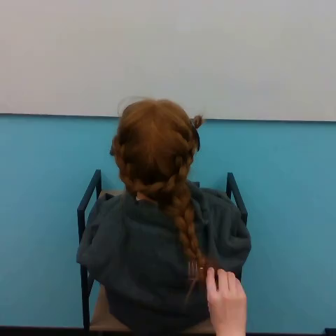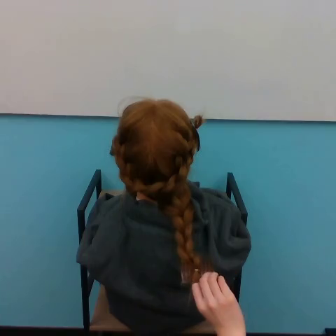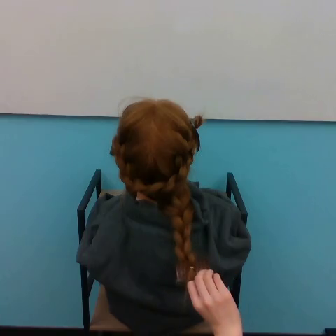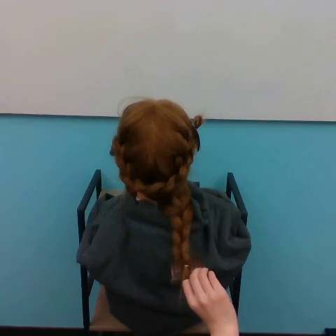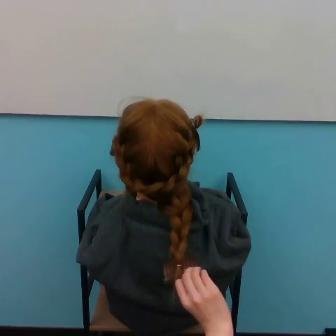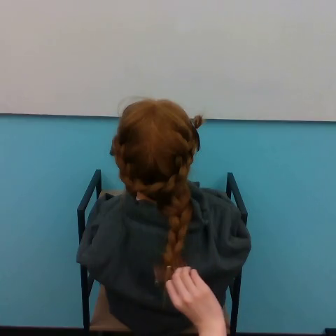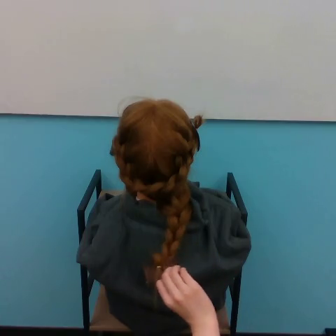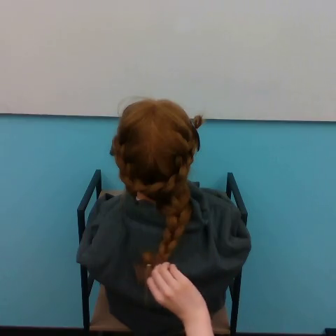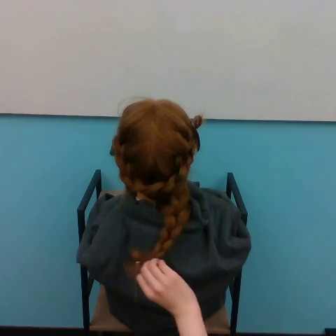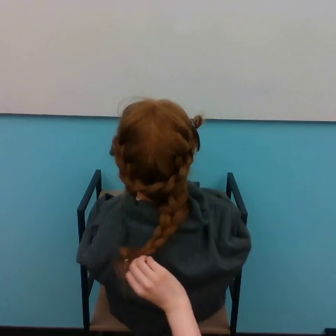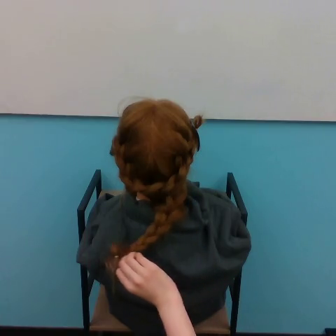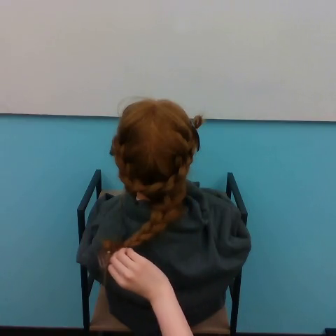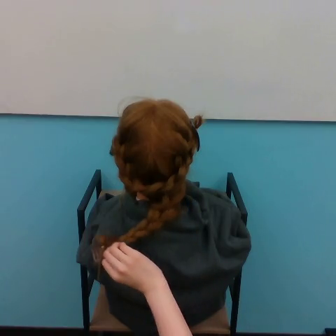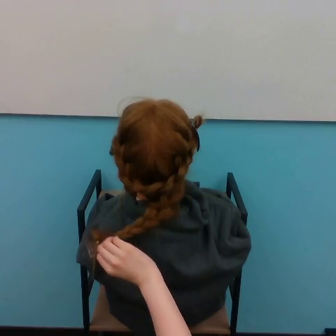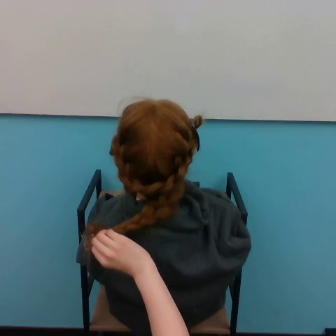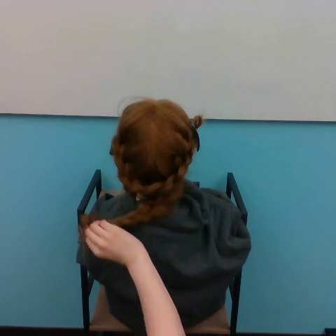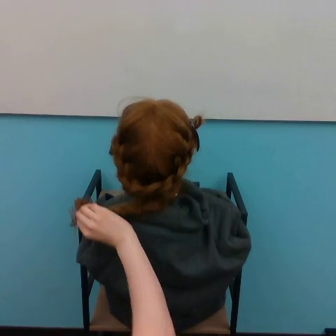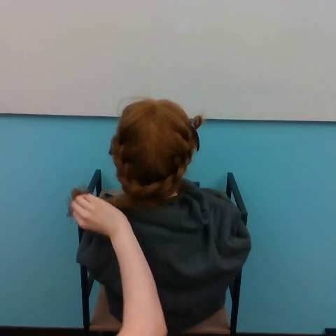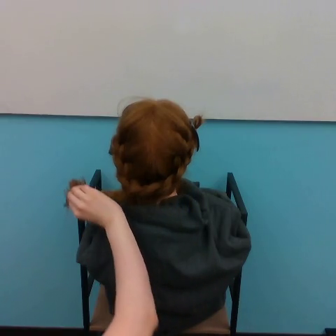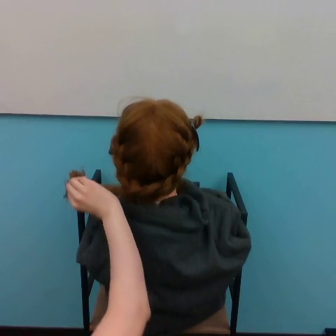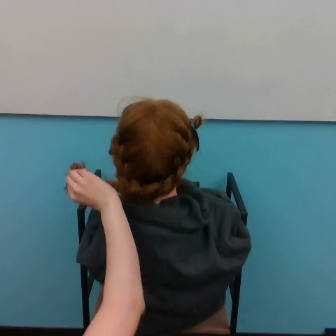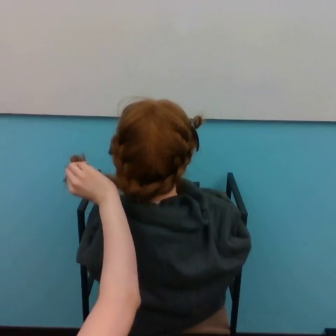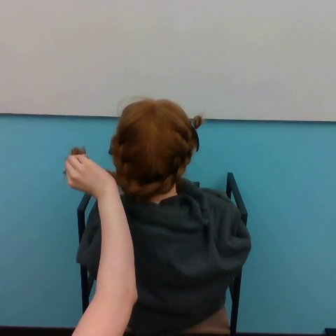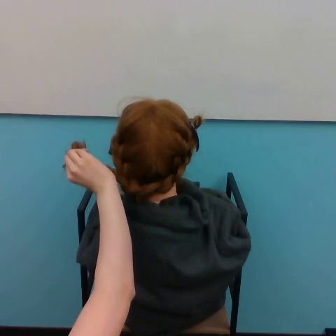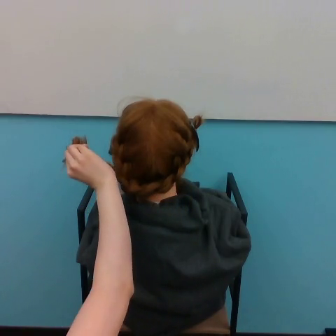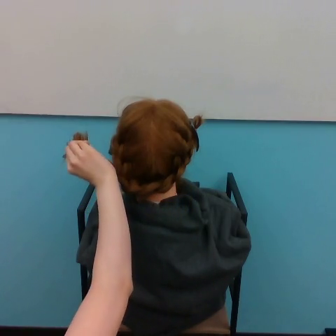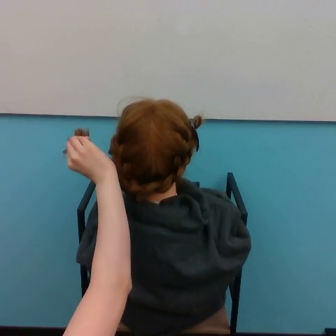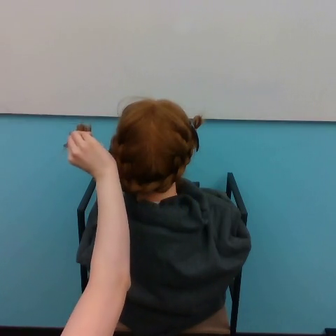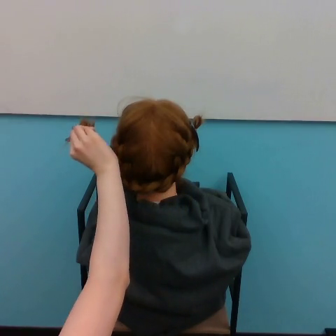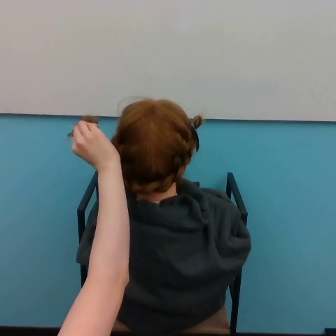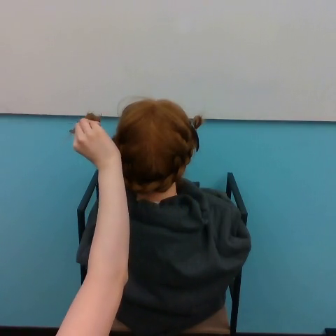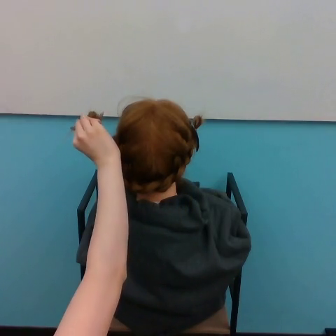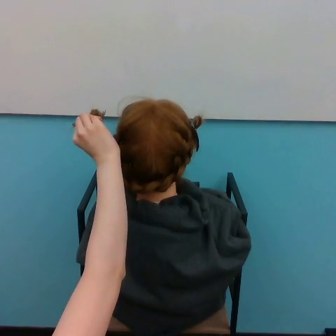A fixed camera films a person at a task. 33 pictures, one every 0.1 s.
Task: style hair.
0.0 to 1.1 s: The hand goes to the left.
1.1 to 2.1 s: The hand goes upward and to the left.
2.1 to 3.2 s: The hand goes upward.
